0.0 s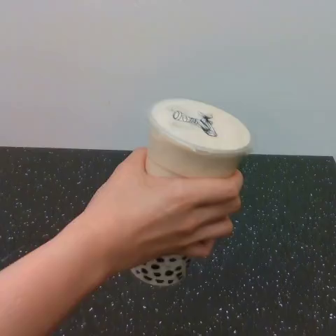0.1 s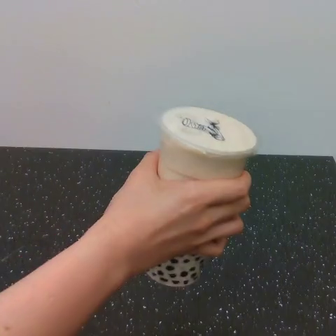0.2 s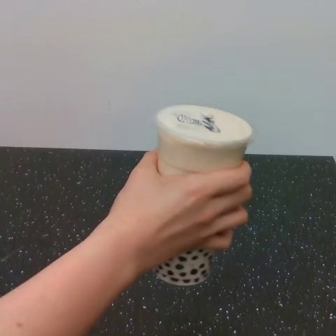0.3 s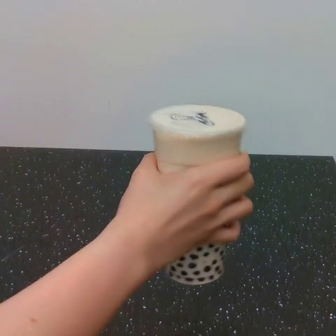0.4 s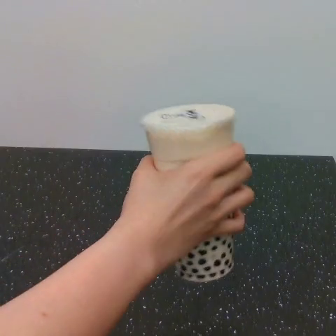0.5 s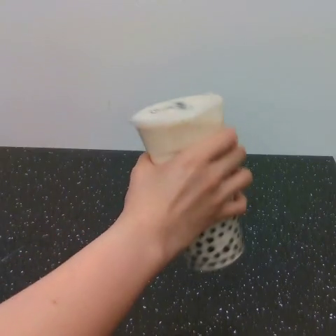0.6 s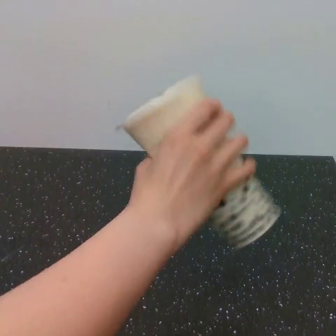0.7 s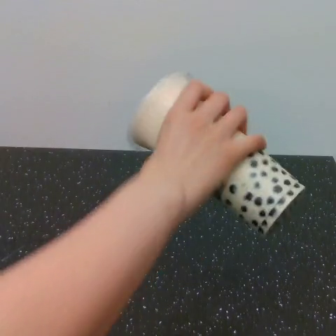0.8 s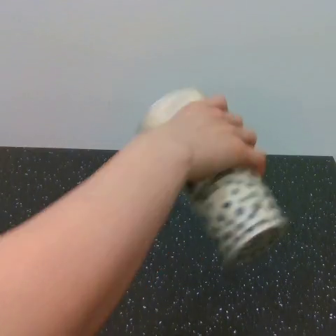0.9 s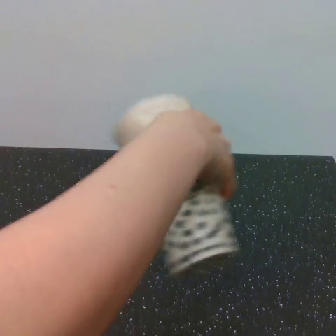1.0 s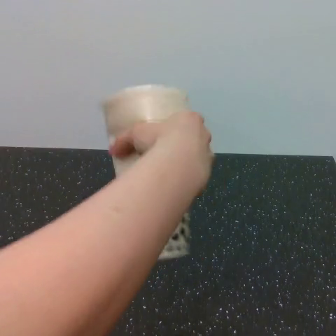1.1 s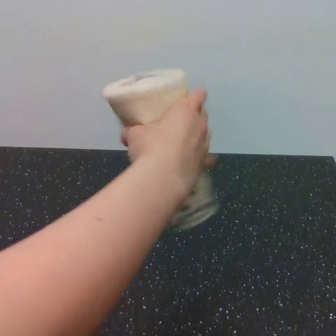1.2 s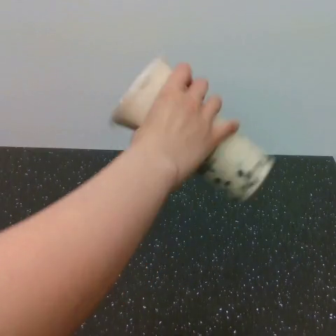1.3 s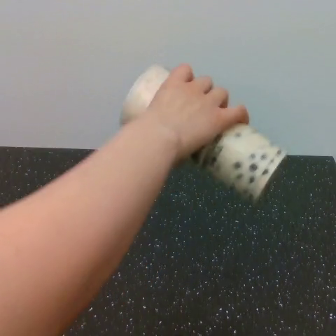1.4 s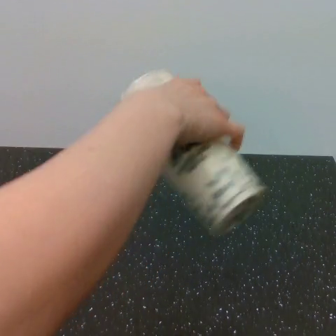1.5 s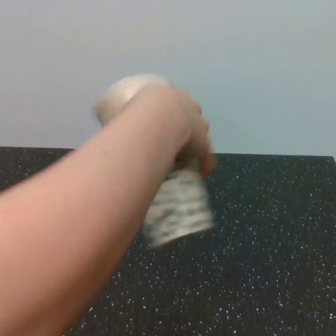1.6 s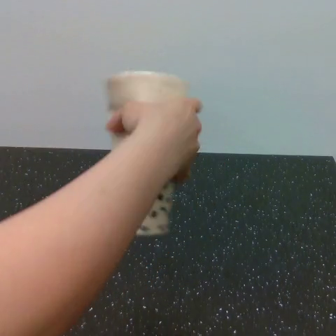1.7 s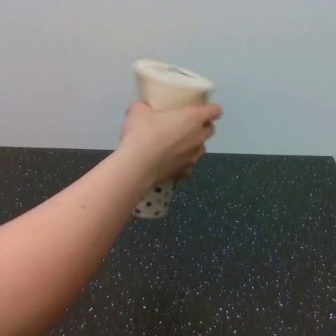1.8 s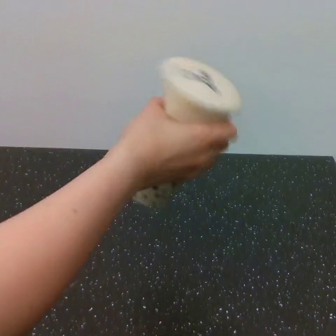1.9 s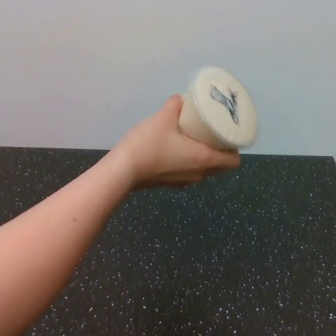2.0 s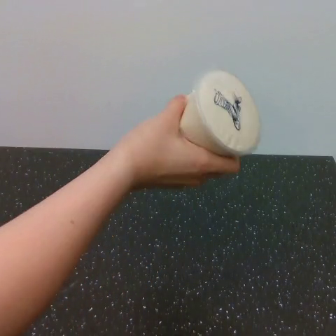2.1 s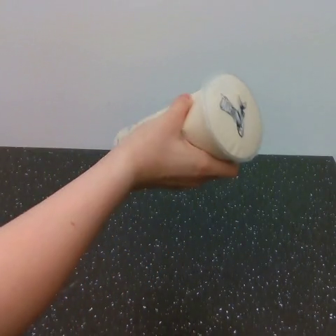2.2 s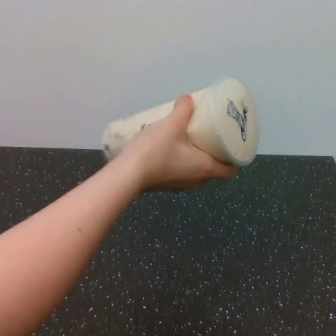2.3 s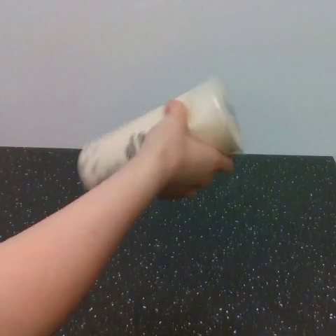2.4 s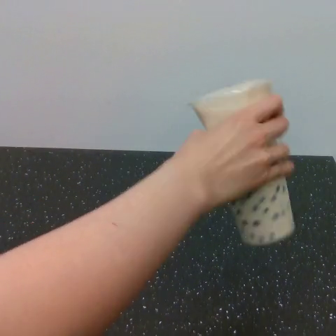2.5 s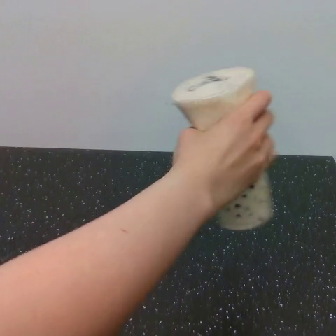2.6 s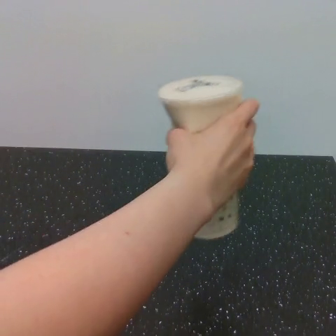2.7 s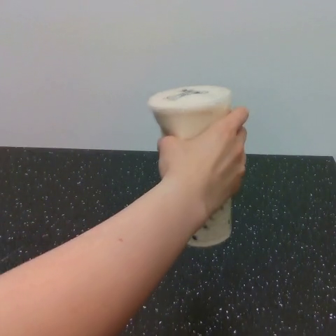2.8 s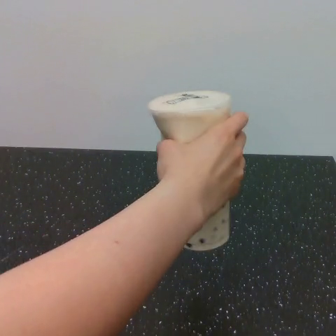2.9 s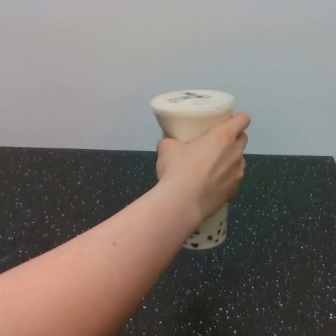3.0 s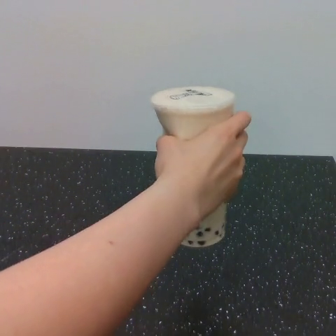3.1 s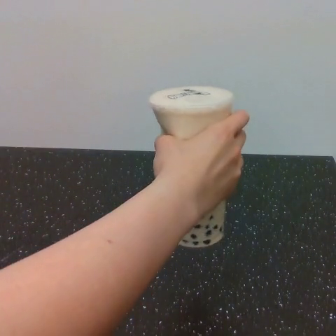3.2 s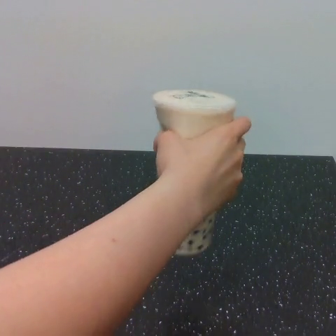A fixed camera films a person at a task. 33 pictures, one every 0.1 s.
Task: shake the boba.
0.0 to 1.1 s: The hand goes upward and to the right, then to the left.
1.1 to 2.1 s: The hand goes downward.
2.1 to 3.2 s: The hand goes to the right, then to the left.
